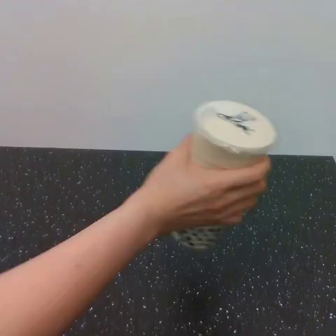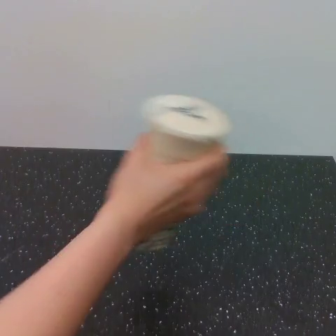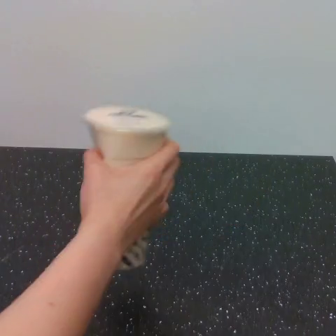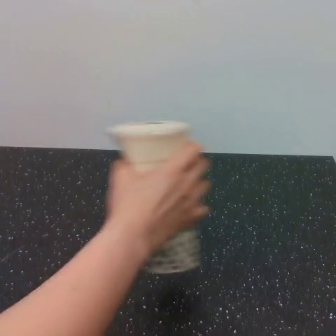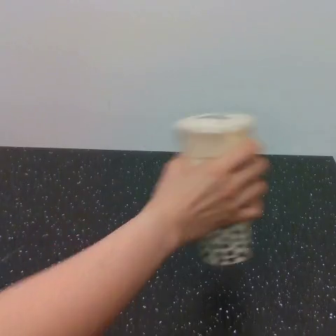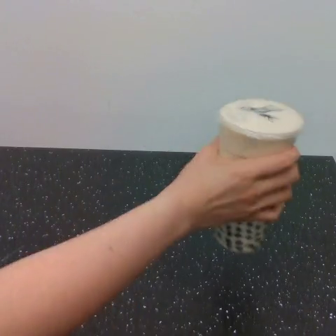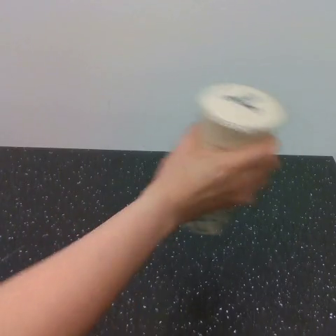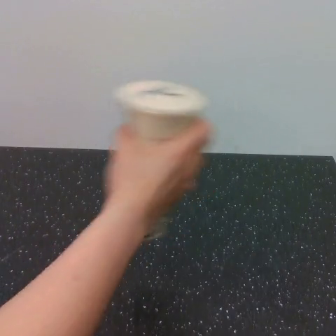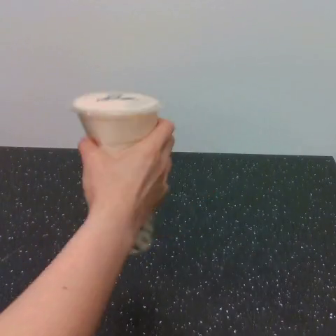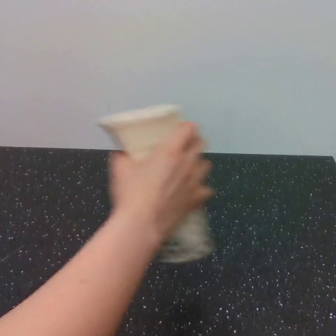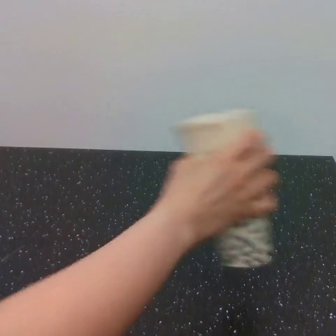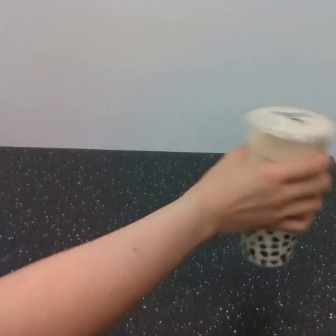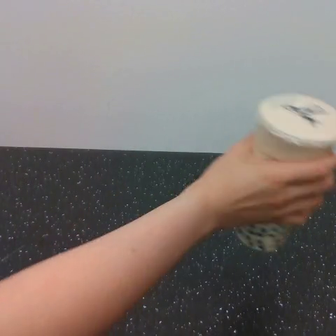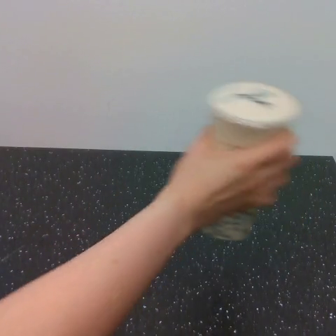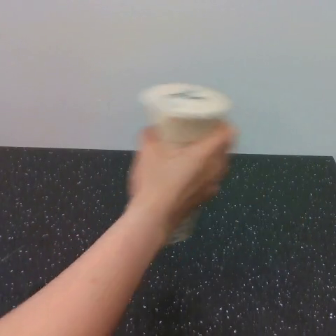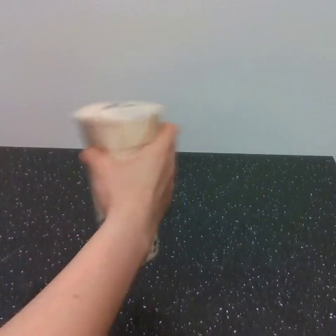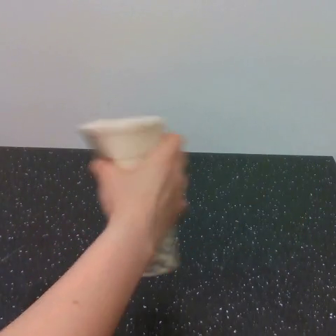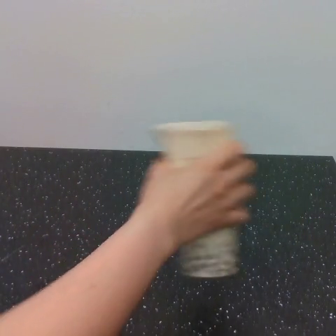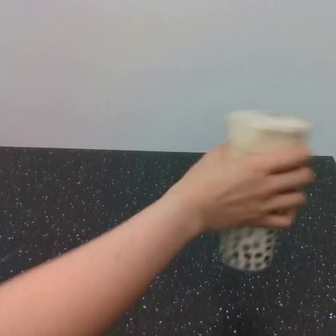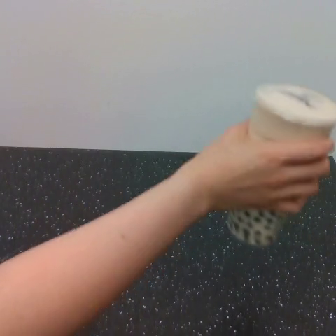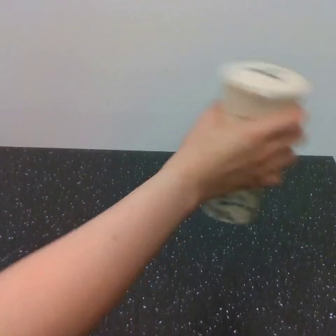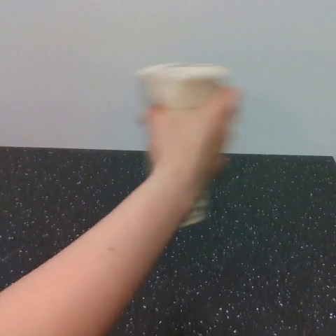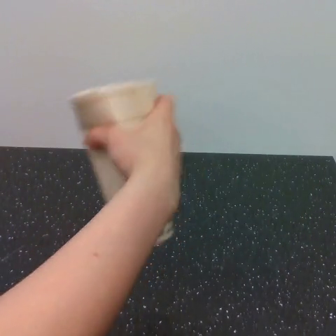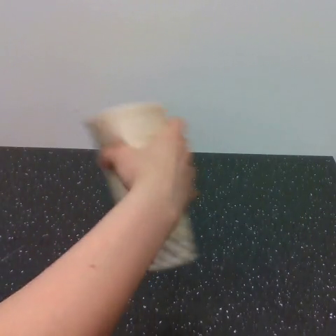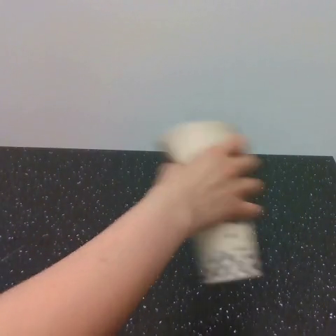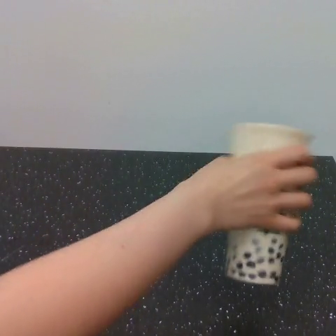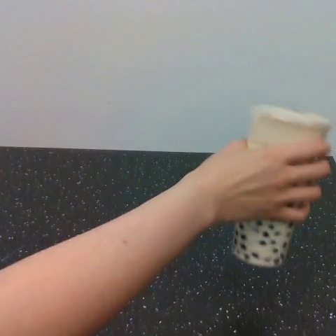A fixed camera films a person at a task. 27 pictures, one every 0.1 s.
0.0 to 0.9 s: The hand goes to the left and upward, then to the right.
0.9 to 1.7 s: The hand goes to the right, then to the left.
1.7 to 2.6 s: The hand goes to the left and upward, then to the right.
Task: shake the boba.
Motion: move to the left and move to the right, repeating this sequence 4 times.
